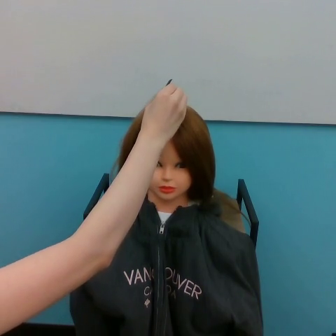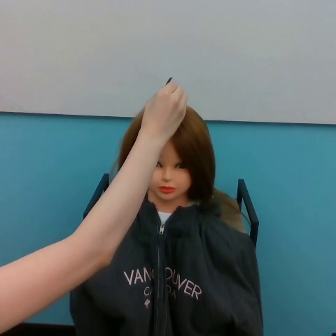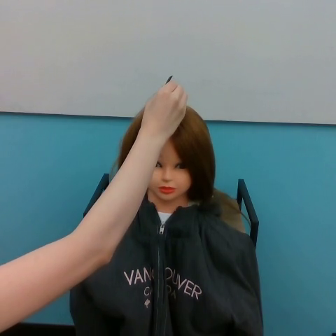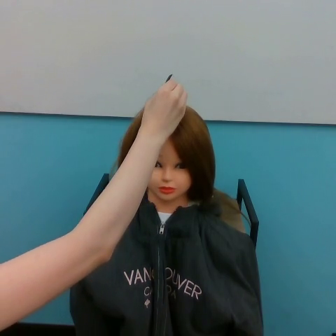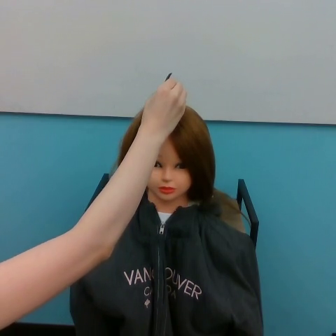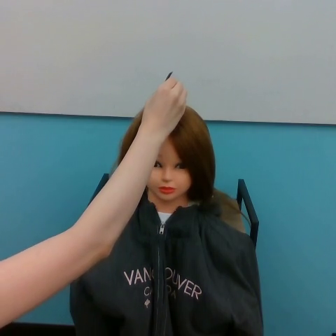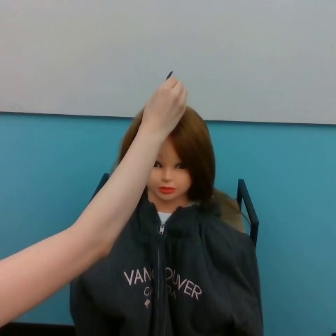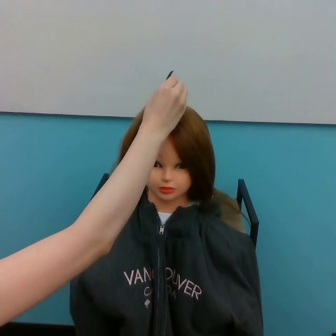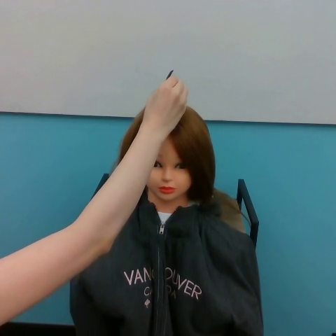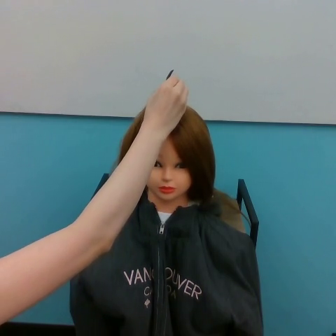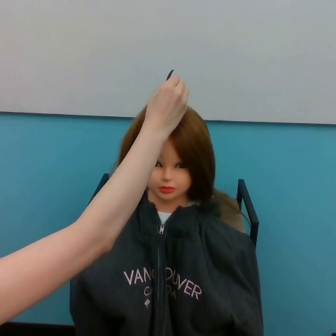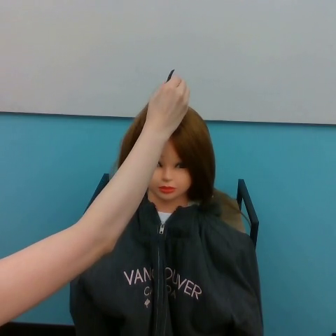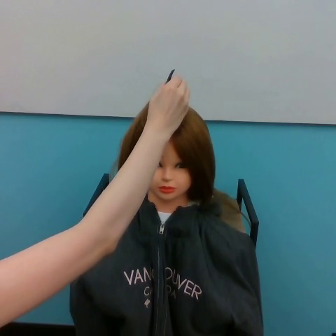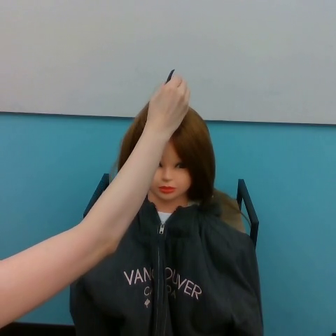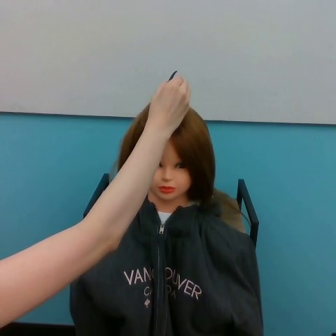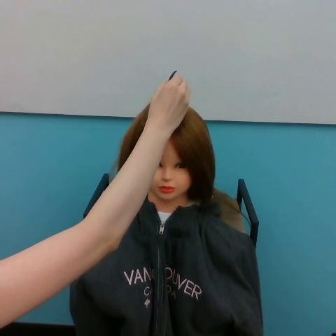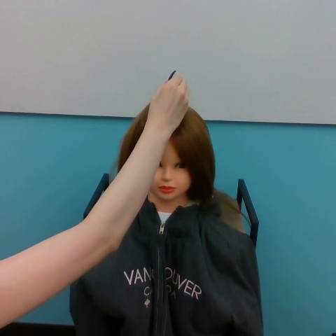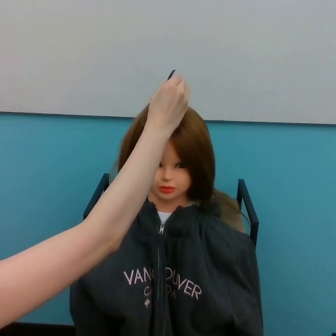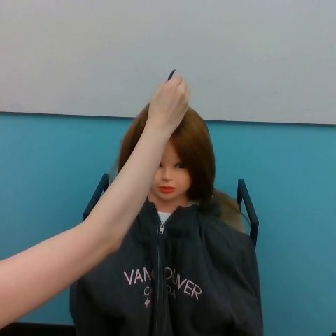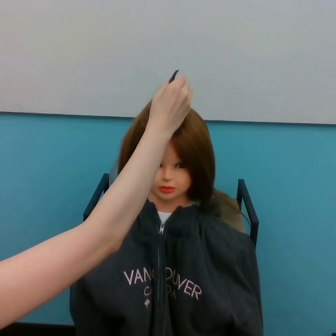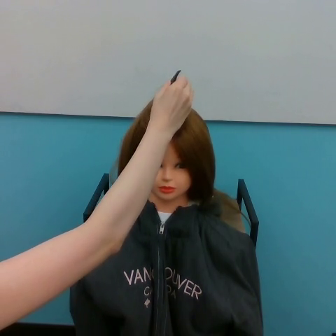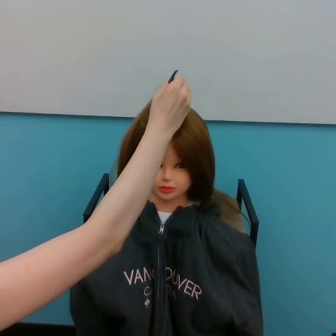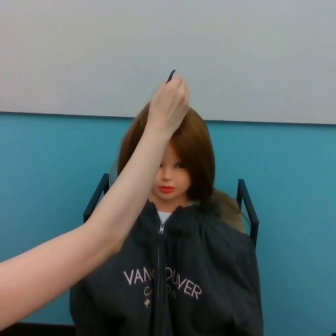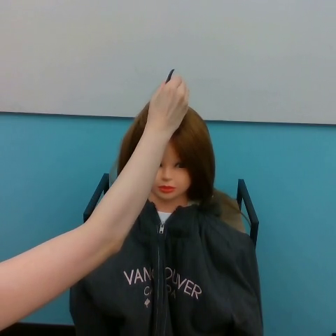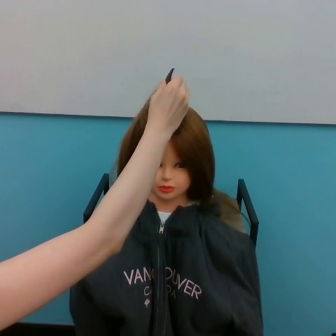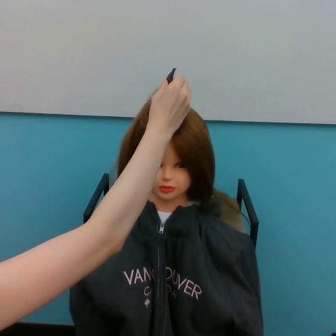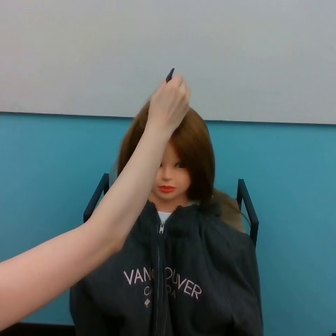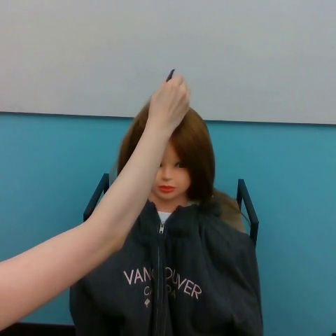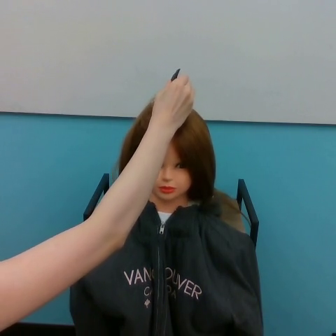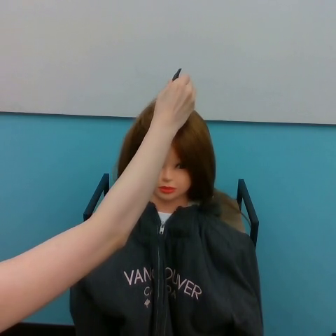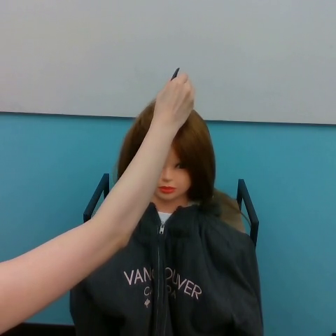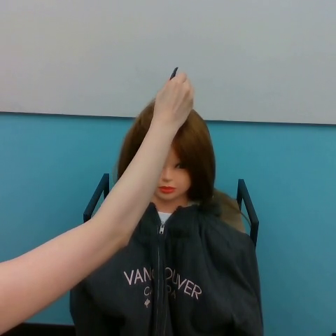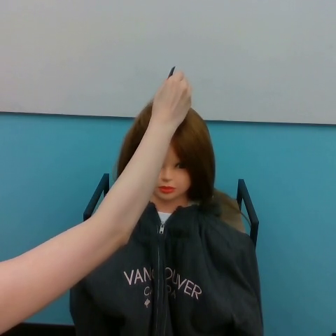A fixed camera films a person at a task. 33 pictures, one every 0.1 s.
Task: part hair.
0.0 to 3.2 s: The hand moves only a little.
